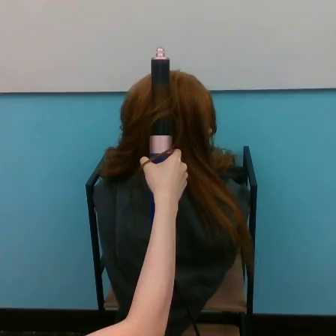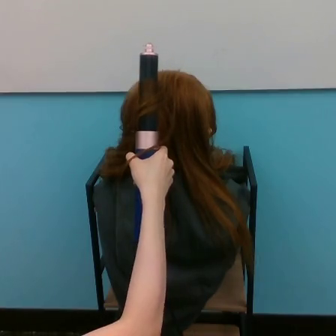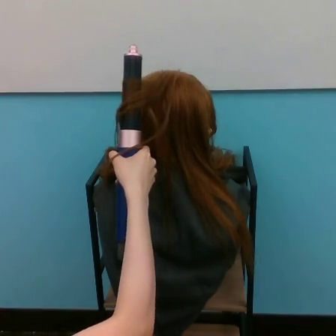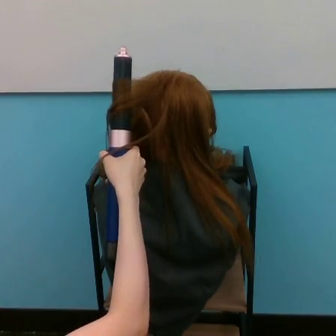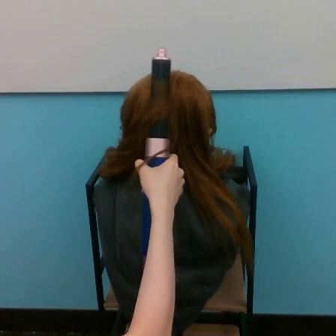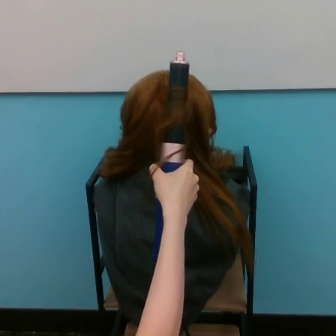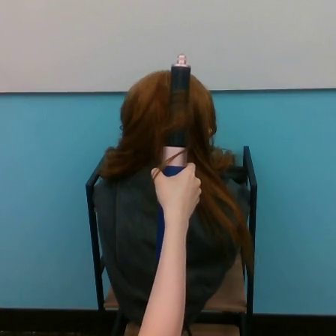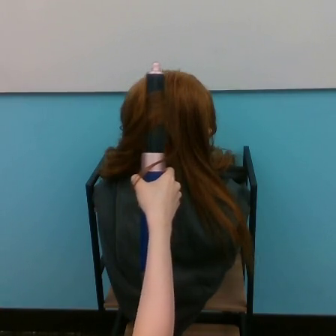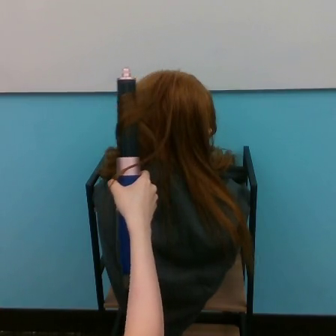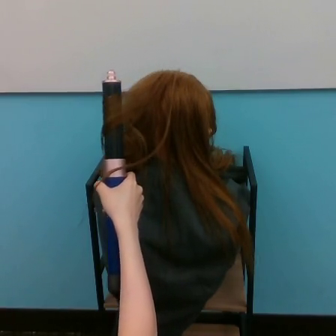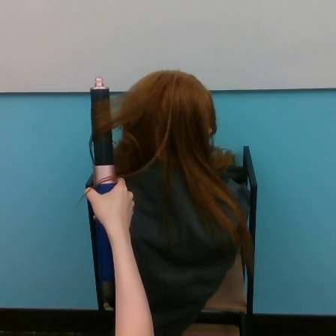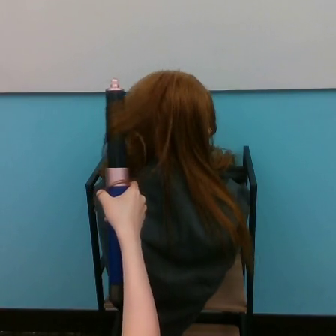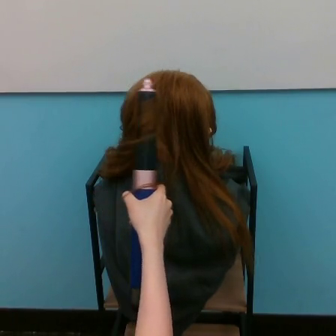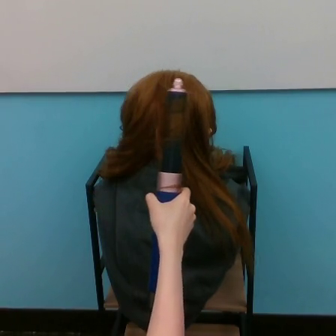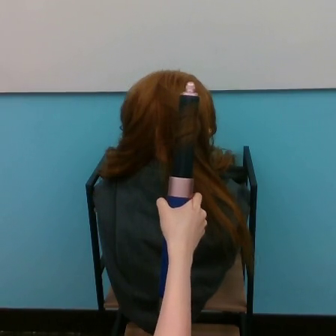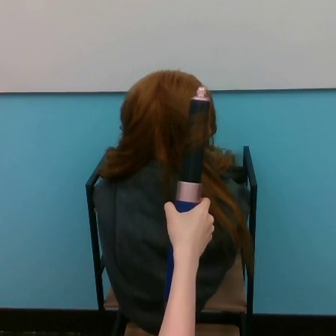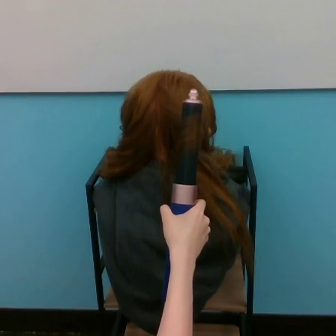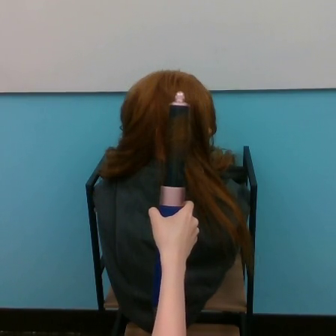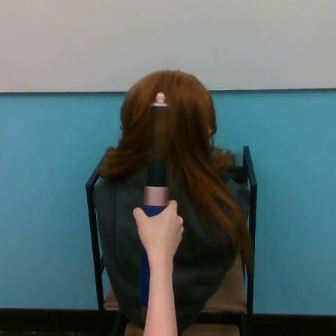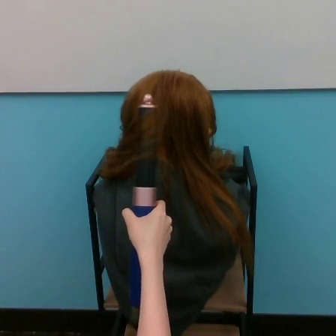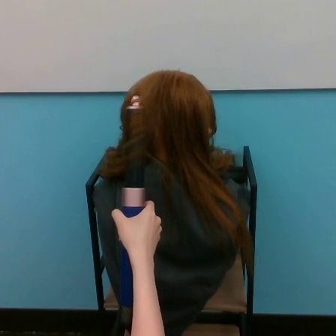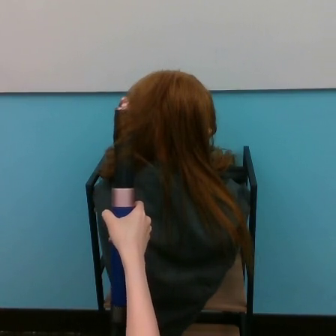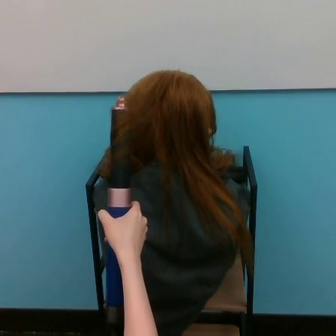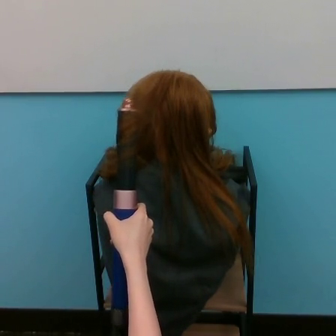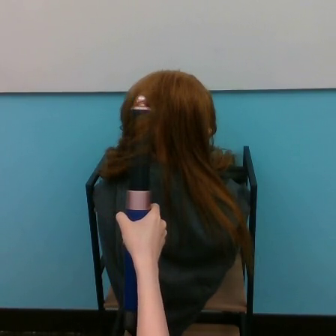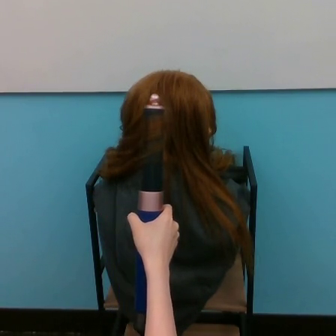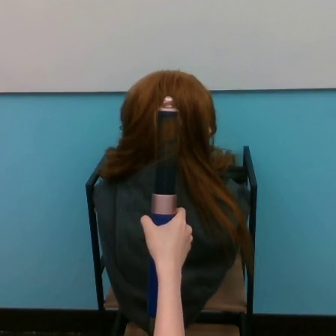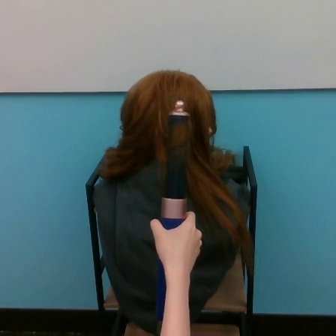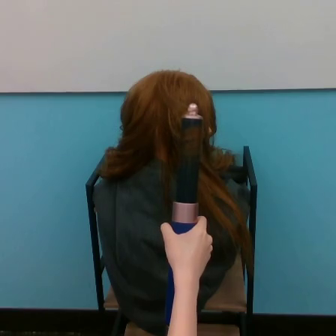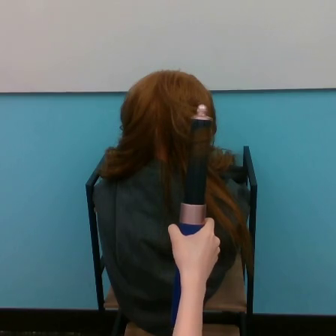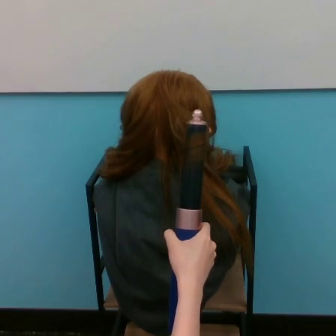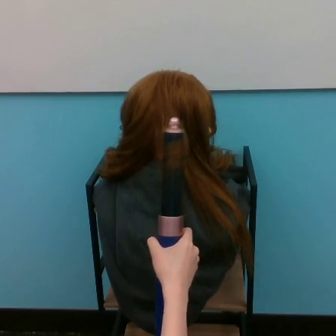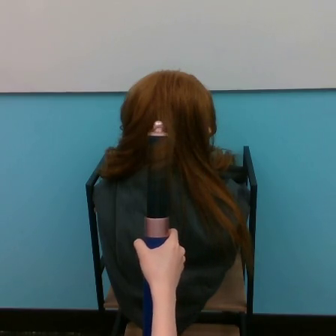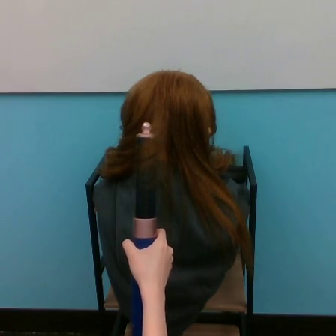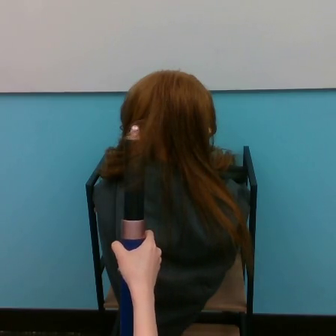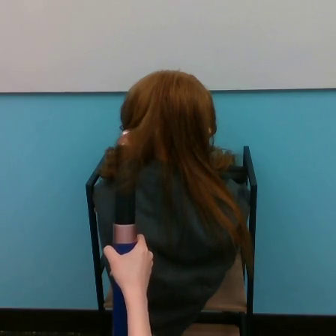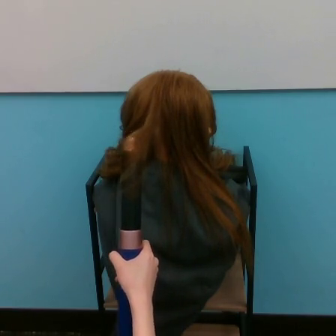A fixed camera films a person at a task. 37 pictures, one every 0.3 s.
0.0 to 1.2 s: The hand goes to the left, then to the right.
1.2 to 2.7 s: The hand goes to the left and downward.
2.7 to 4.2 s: The hand goes to the right.
4.2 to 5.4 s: The hand goes to the left.
5.4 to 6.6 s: The hand goes to the left.
6.6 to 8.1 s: The hand goes to the right.
8.1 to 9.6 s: The hand goes downward and to the left, on a clockwise arc.
9.6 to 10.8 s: The hand goes to the left, on a counterclockwise arc.
Task: curl hair.
Motion: move downward, making horizontal oscillations to the left and to the right.
